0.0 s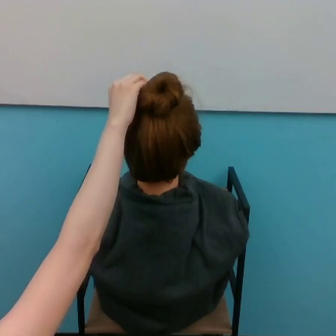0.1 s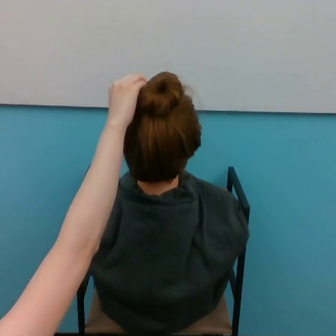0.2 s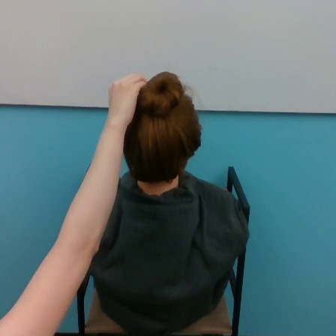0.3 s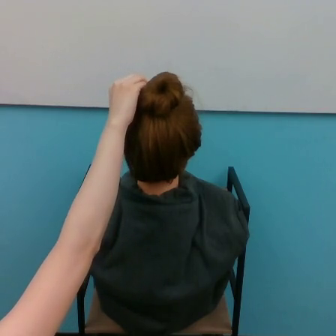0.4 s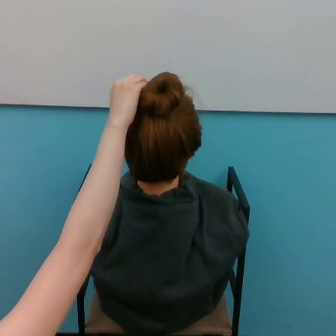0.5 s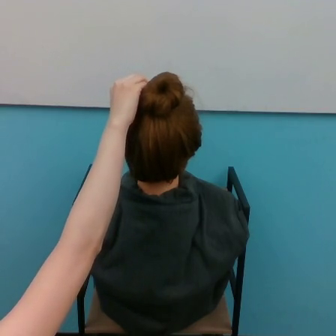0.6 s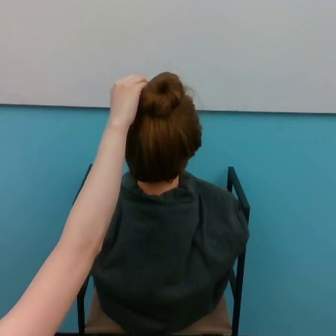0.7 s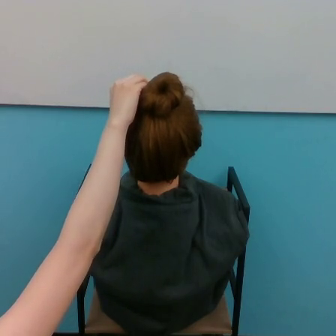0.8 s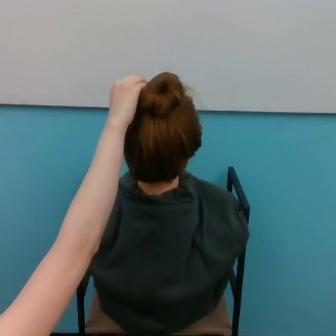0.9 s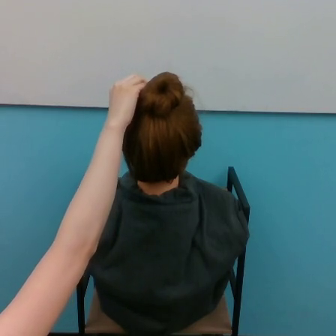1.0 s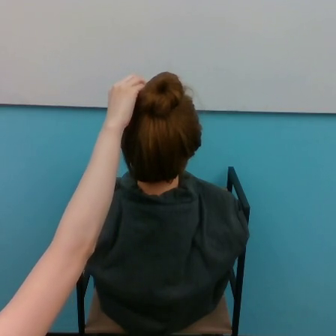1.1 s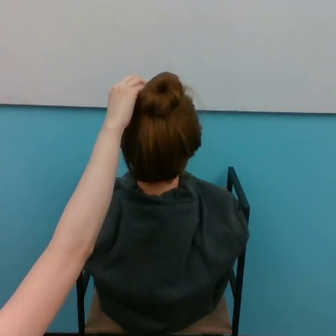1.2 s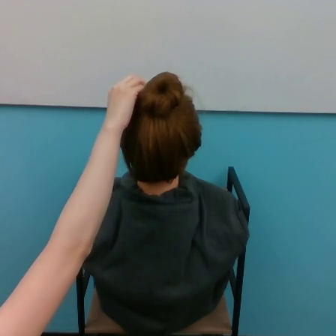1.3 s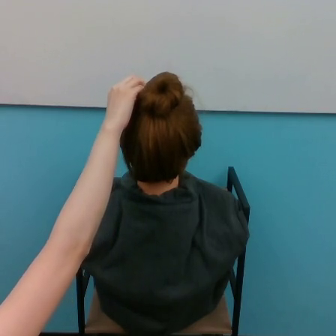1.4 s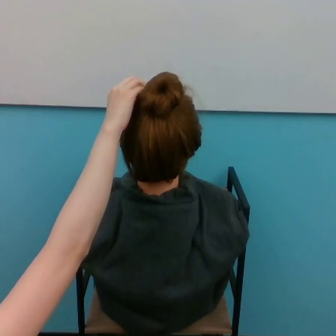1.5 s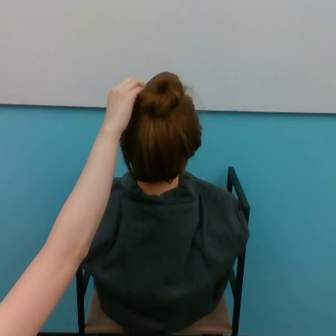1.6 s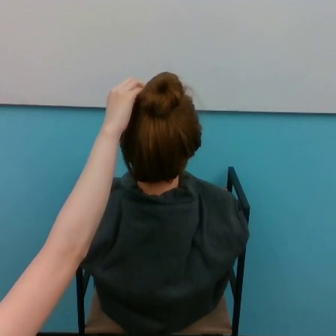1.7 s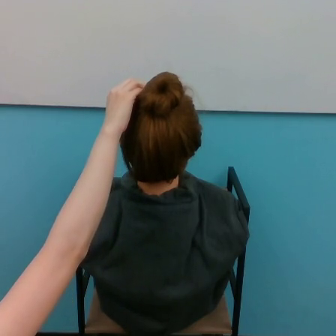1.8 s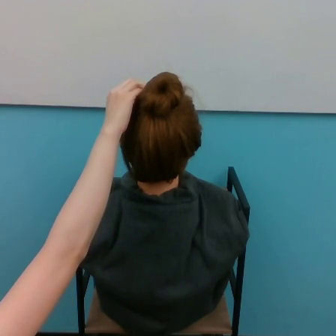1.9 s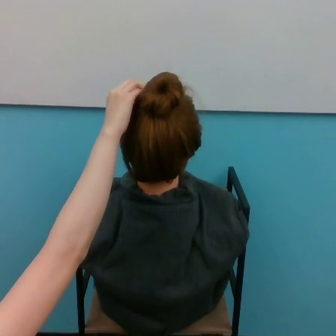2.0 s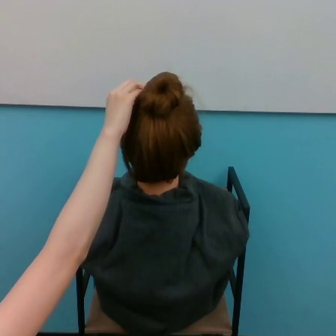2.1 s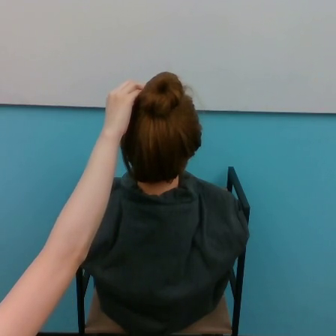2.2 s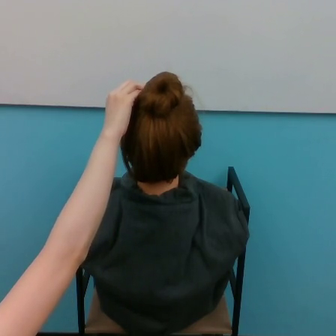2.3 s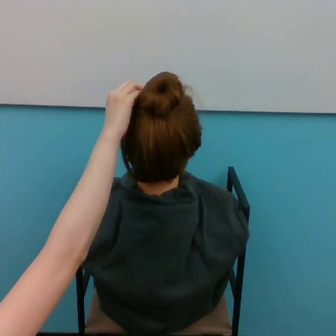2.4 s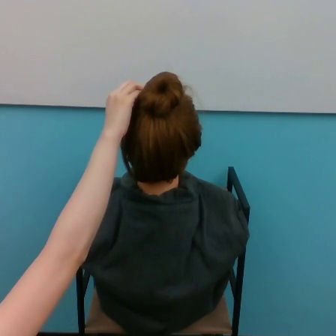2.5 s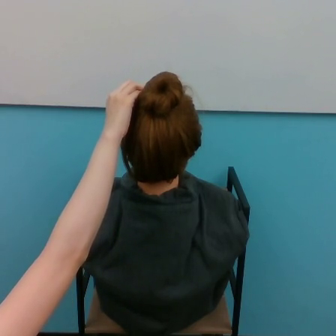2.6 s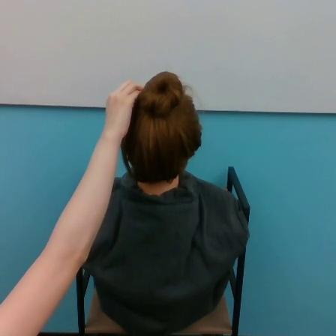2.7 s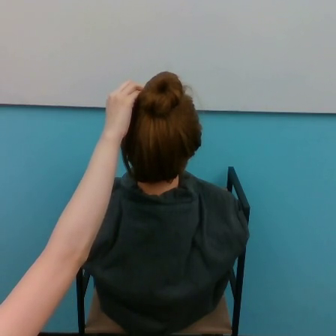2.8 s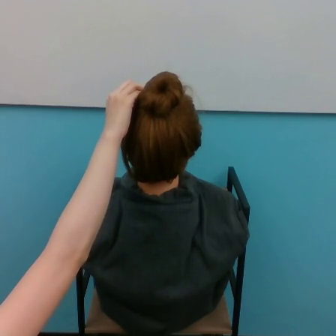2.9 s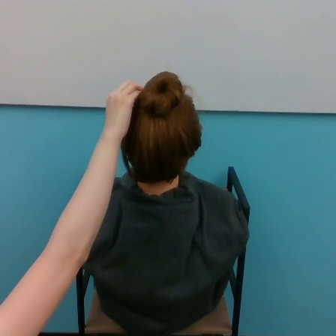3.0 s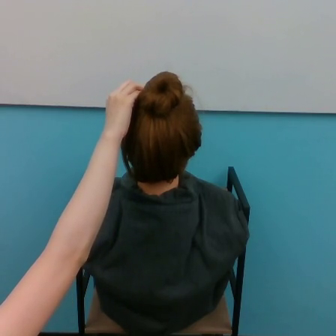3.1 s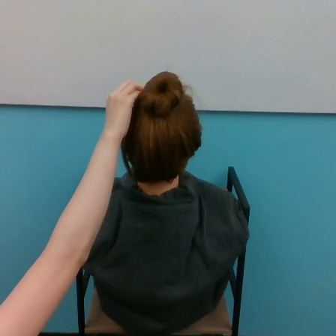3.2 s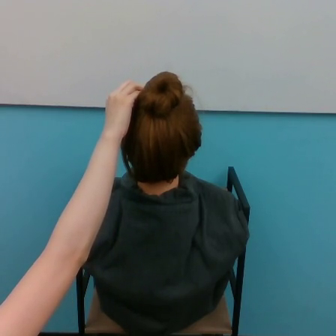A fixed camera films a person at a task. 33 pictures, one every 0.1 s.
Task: tidy back hair.
0.0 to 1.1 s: The hand stays where it is.
1.1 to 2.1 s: The hand moves only a little.
2.1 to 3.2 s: The hand stays where it is.
